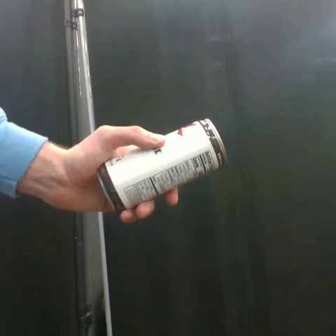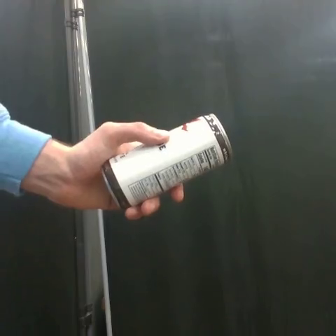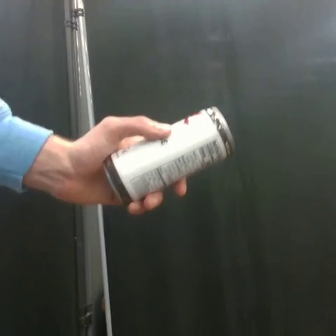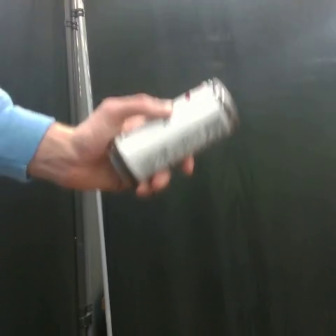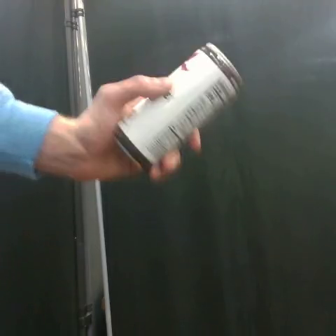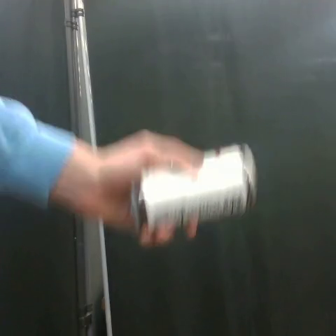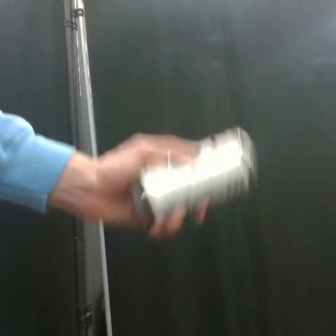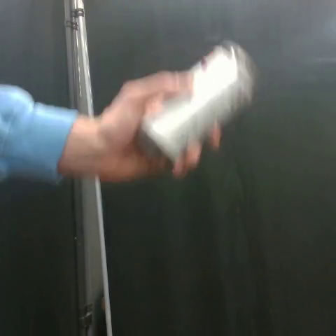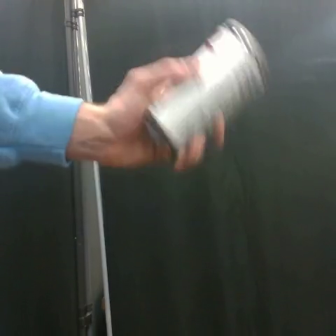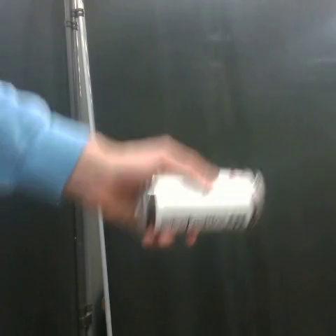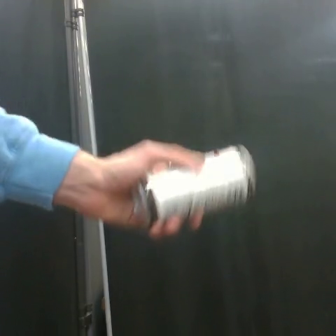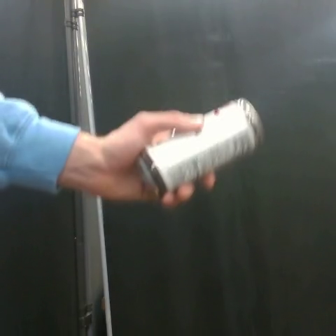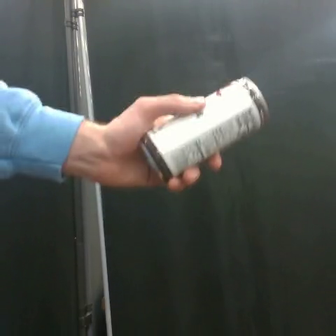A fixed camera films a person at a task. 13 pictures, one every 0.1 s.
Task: shake the coffee can.
Motion: move up and down twice.
0.0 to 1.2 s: The hand goes upward and to the right, then downward.
